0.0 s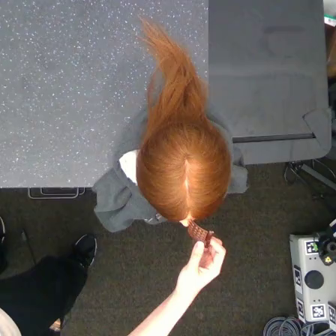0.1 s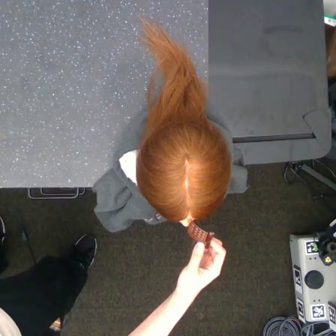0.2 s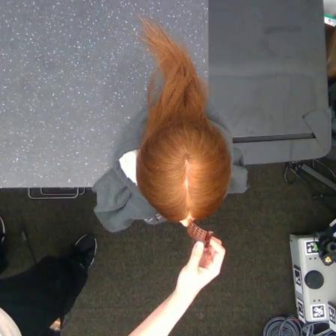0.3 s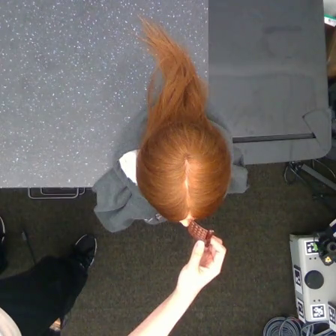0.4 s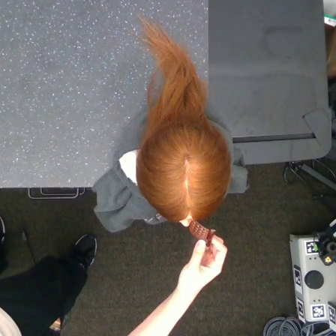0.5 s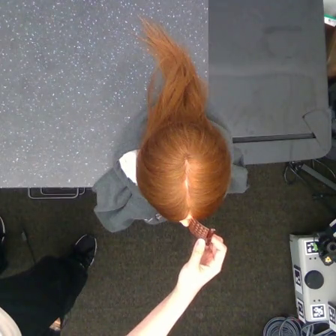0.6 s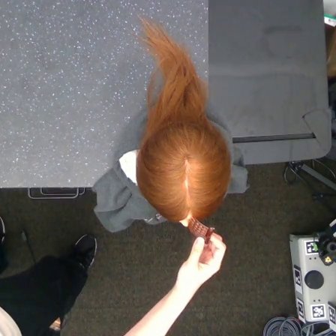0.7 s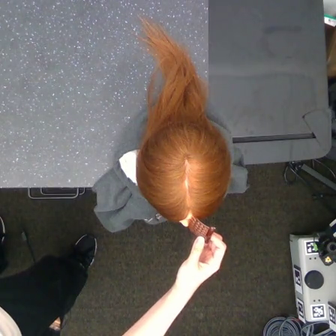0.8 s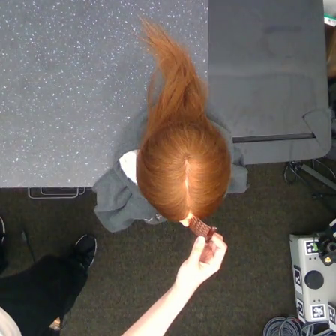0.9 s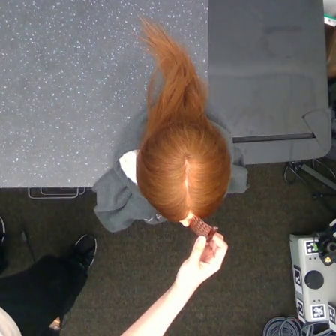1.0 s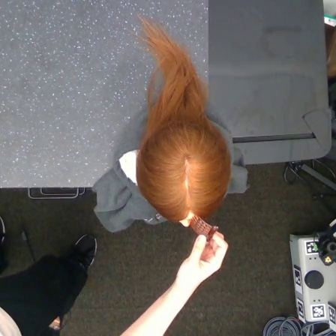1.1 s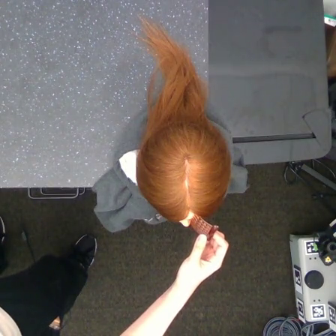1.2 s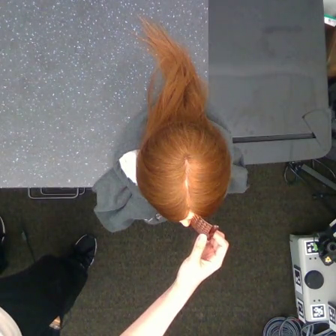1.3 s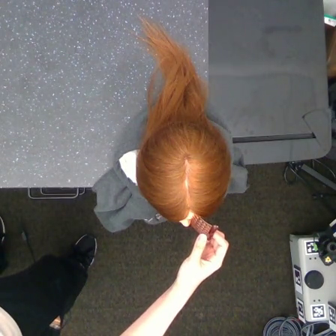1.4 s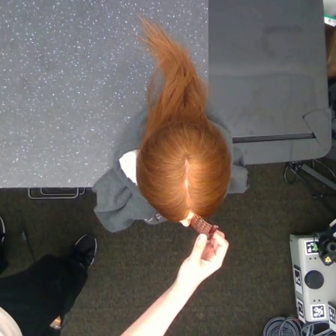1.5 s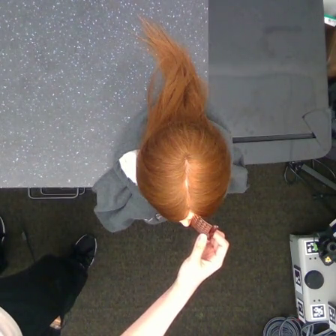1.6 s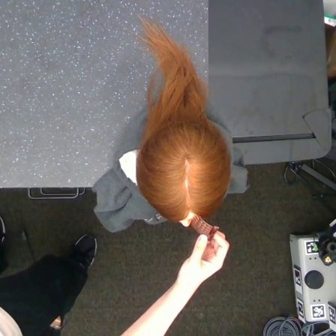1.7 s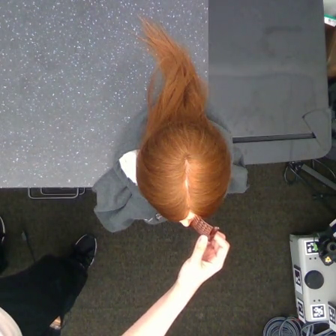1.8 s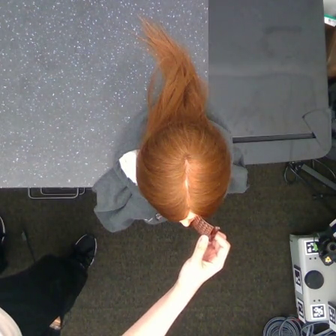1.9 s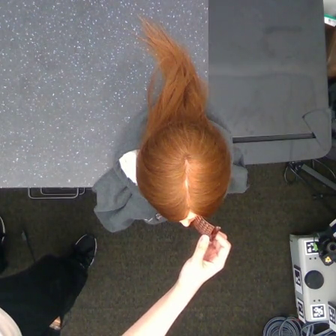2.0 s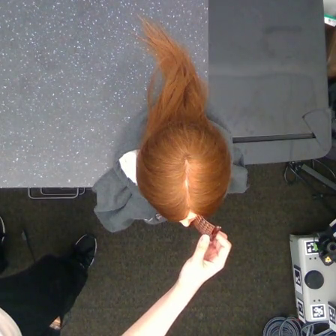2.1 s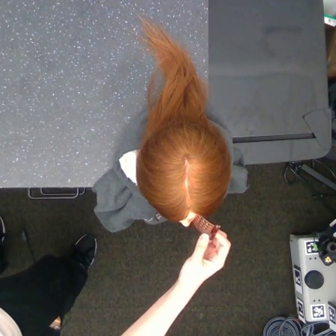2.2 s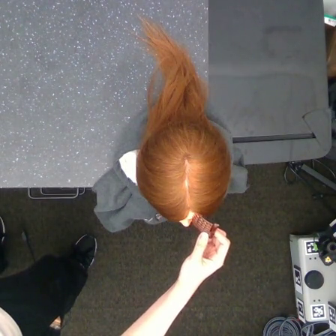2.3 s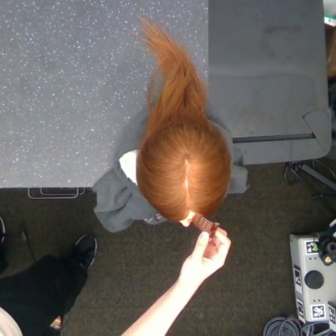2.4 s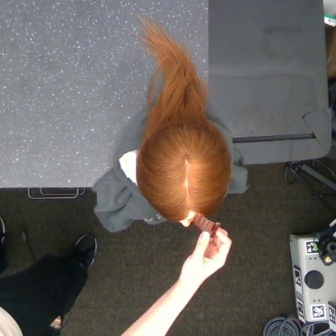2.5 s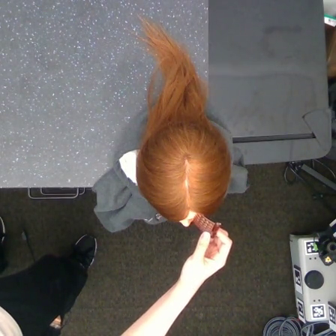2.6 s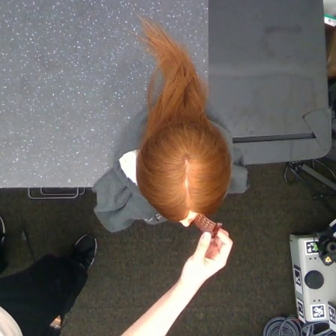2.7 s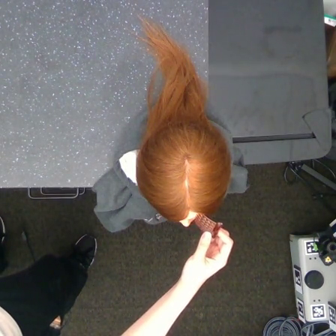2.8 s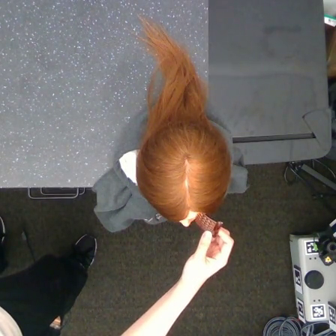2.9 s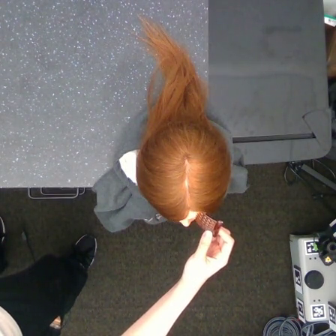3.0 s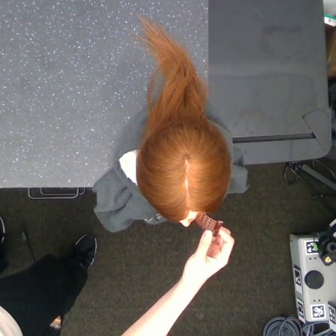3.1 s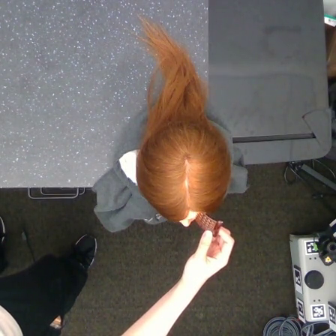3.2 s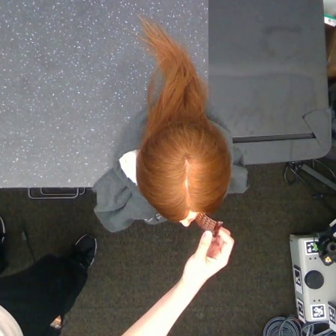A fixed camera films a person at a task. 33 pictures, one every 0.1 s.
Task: part hair.
0.0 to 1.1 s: The hand moves only a little.
1.1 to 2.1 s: The hand stays where it is.
2.1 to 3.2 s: The hand moves only a little.
